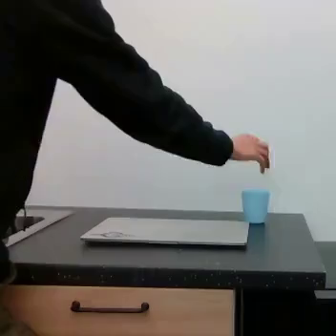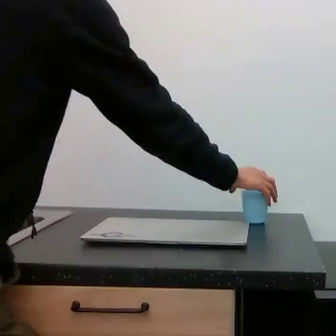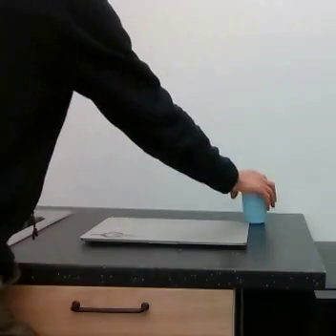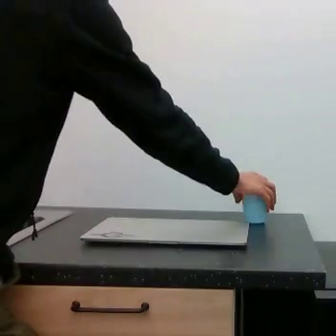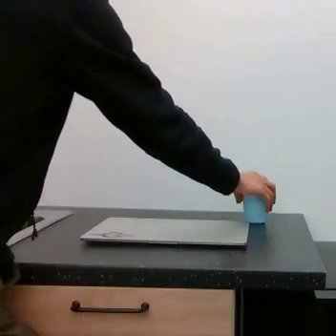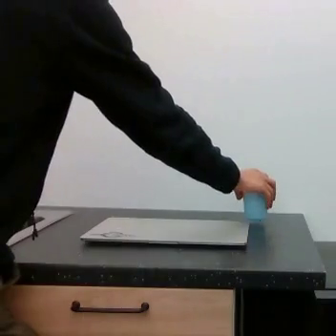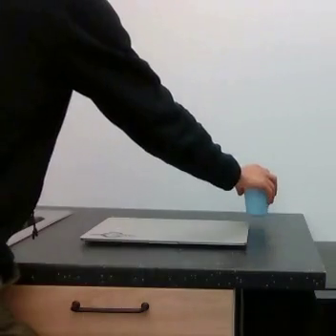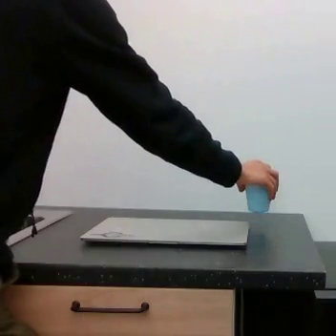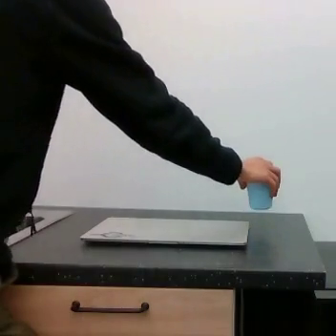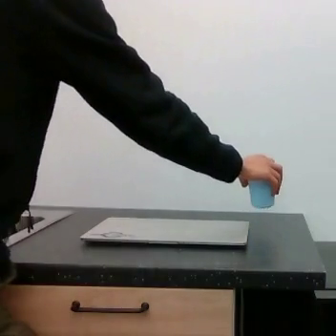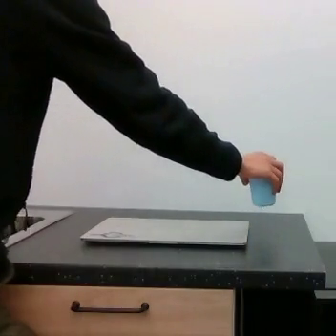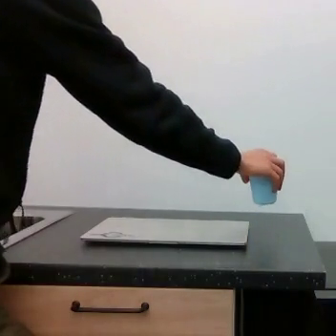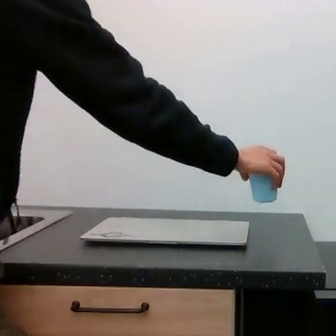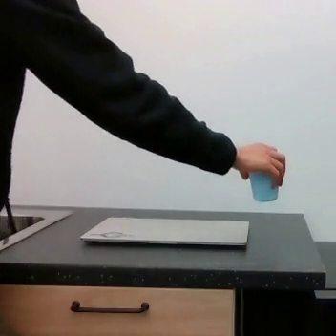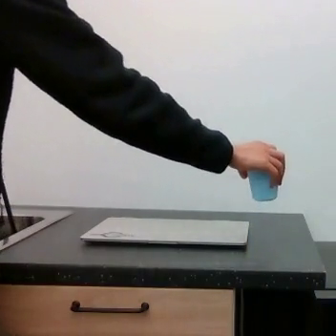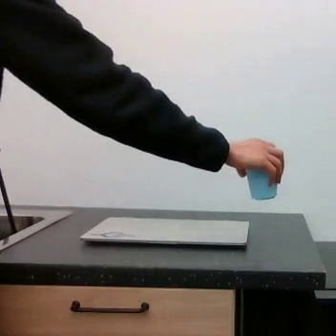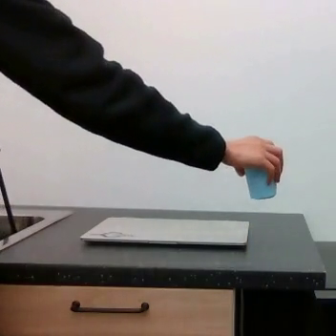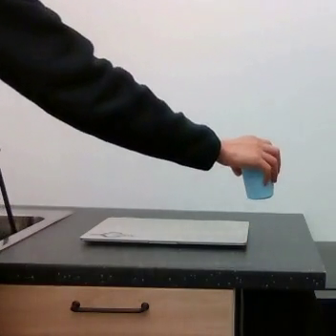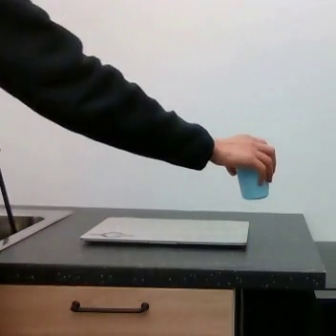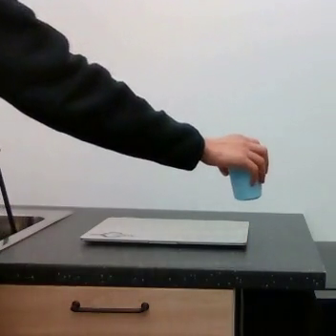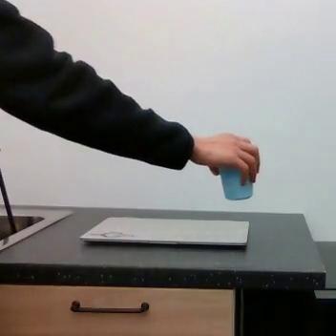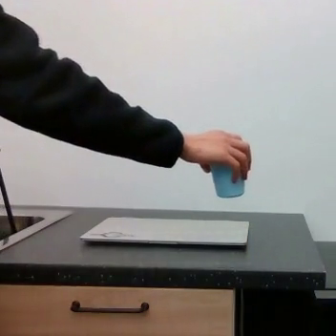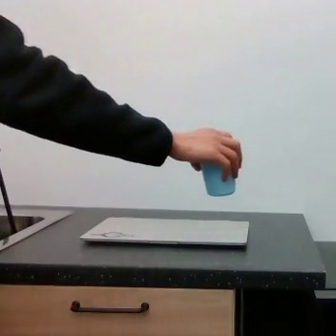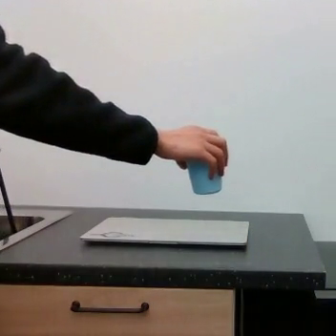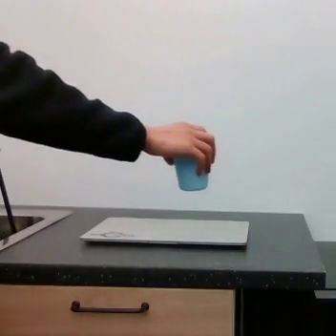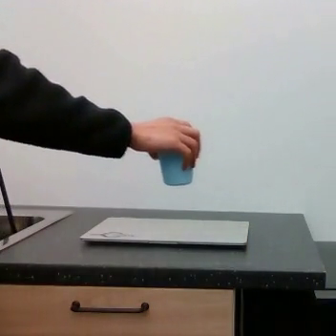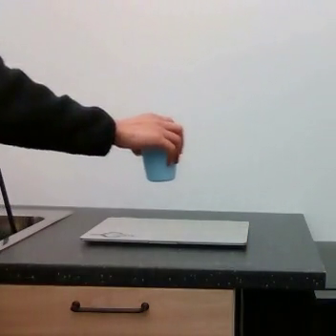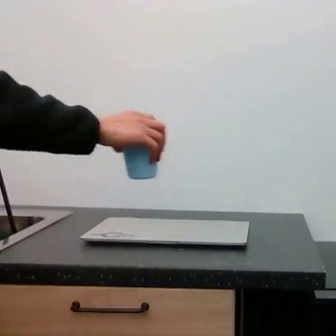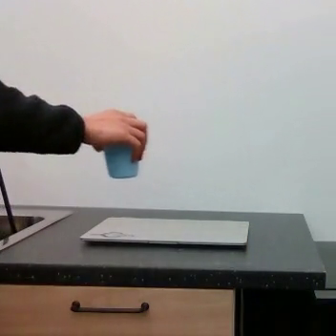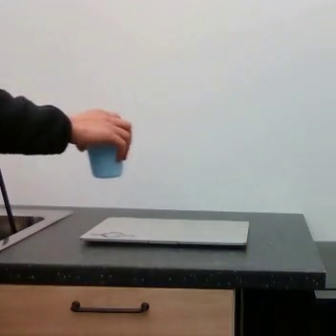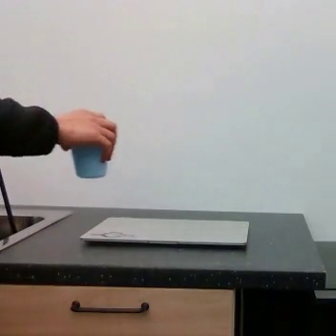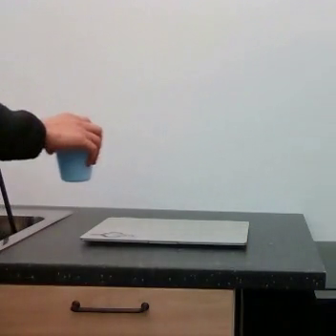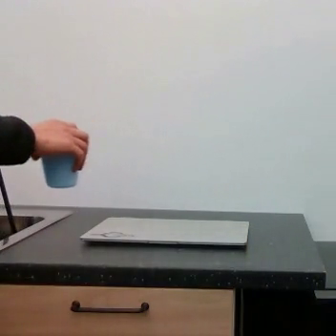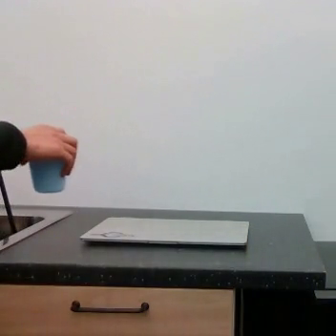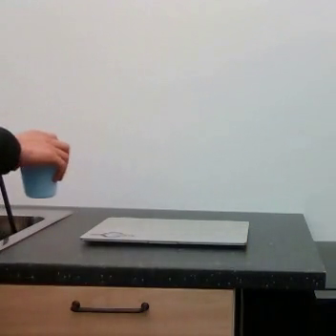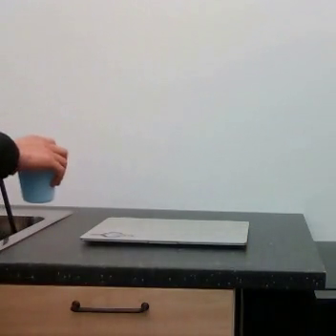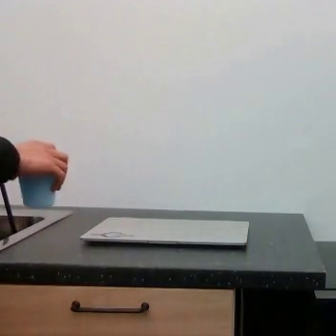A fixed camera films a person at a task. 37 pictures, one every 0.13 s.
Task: pick up the cup and place it to the lower left of the laptop.
Motion: move to the left.
0.00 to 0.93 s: The hand goes downward.
0.93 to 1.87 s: The hand goes upward.
1.87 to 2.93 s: The hand goes to the left.
2.93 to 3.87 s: The hand goes to the left.
3.87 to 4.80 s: The hand goes to the left and downward, on a counterclockwise arc.
